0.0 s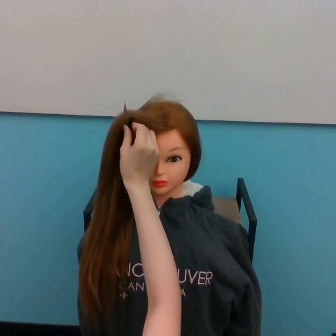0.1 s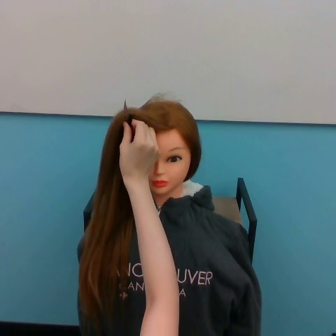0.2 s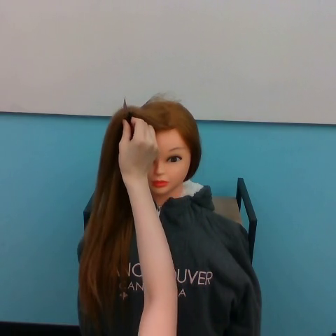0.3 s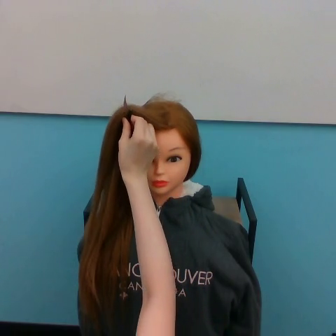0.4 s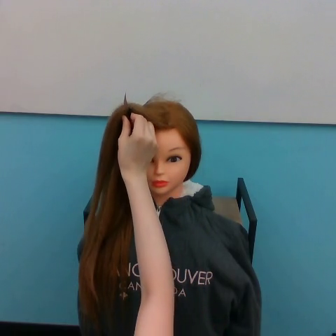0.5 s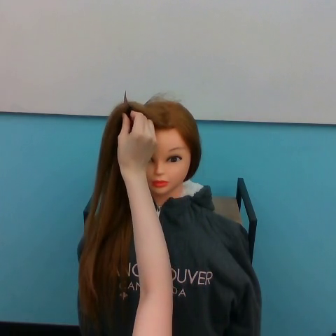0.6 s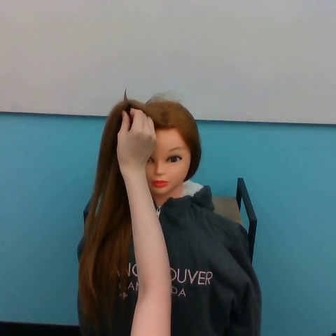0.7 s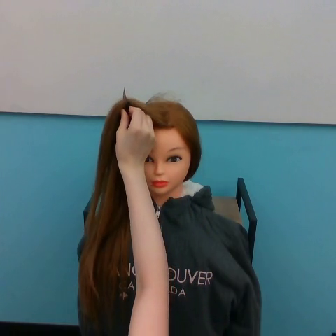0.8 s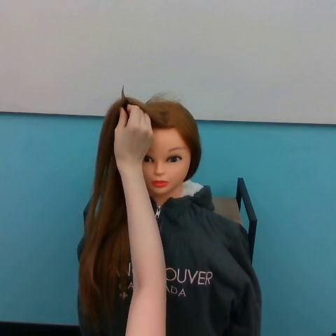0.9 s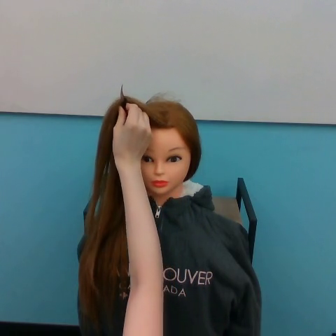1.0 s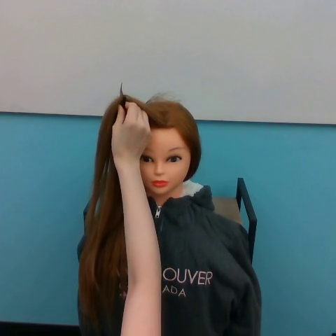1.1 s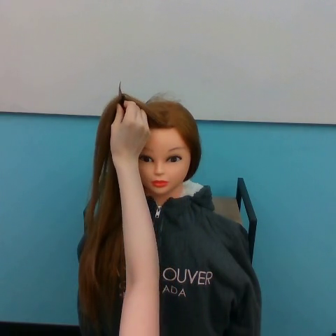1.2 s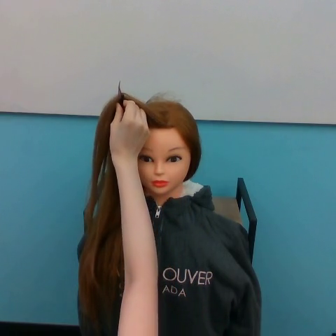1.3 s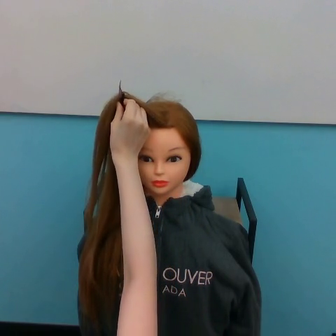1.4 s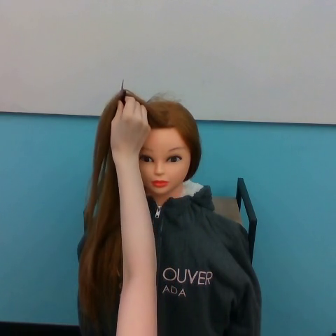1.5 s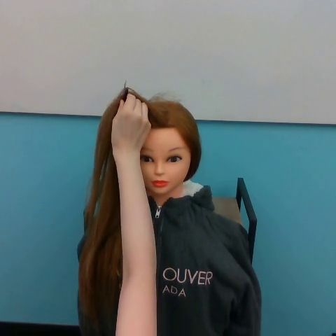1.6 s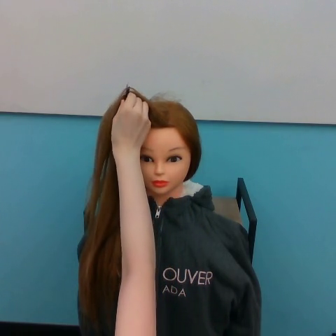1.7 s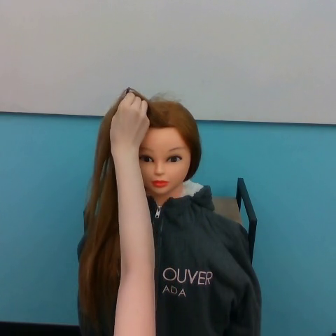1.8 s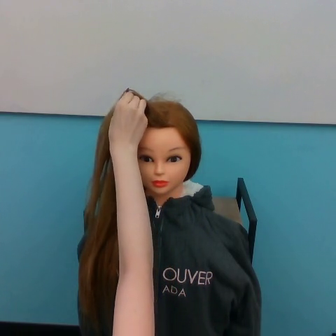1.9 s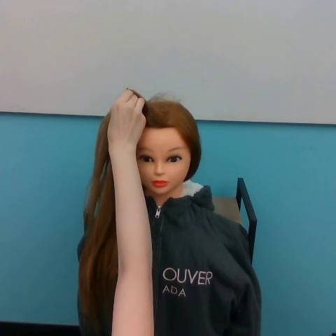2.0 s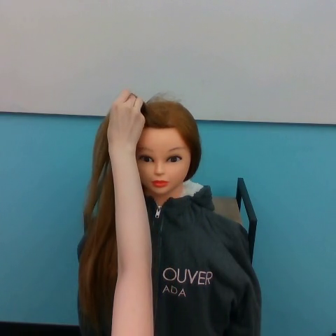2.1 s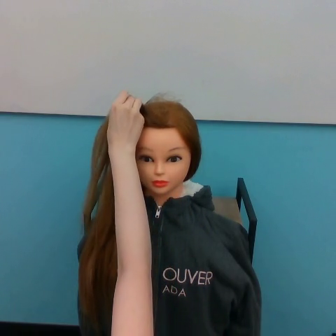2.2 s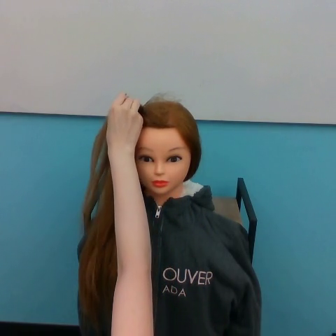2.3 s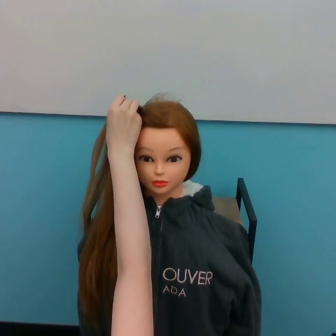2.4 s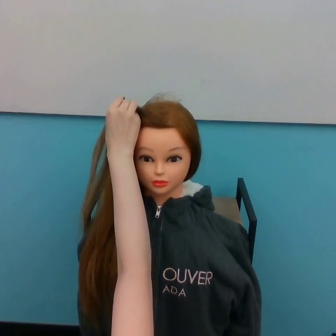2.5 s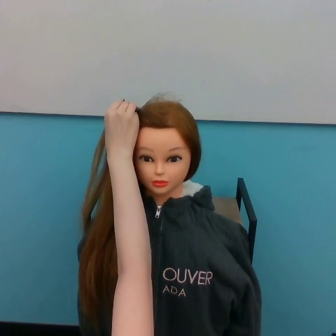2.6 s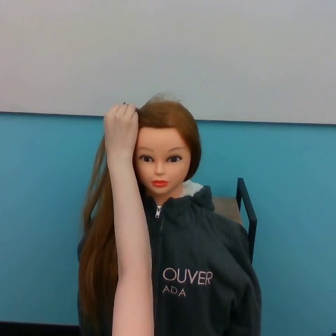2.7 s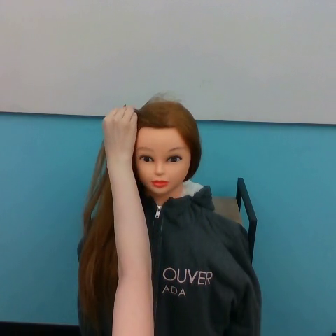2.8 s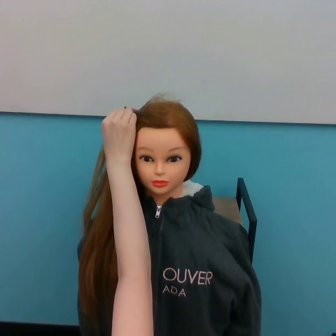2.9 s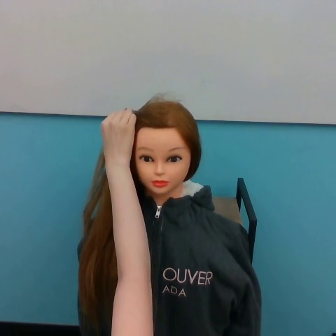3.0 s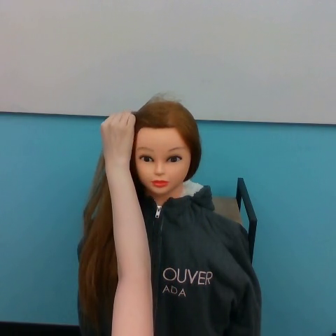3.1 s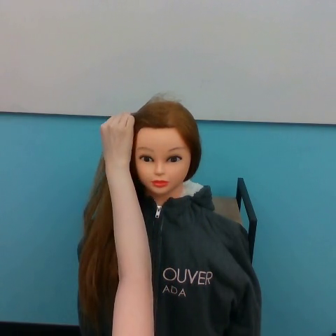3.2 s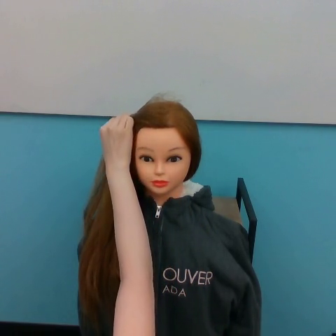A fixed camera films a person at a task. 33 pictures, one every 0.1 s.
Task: tidy front hair.
0.0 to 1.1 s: The hand goes upward.
1.1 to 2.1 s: The hand moves only a little.
2.1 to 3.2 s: The hand goes downward.
